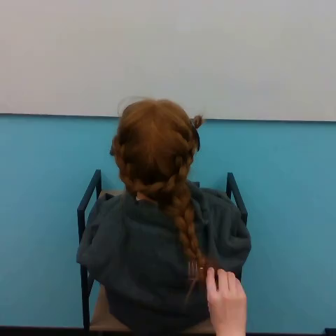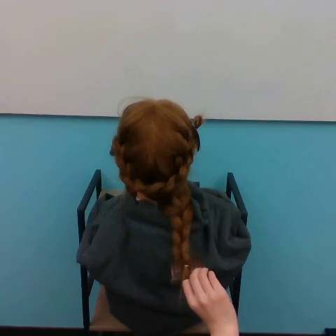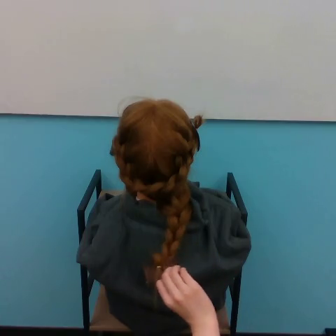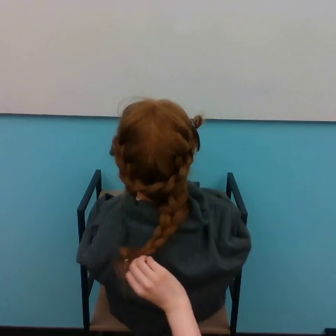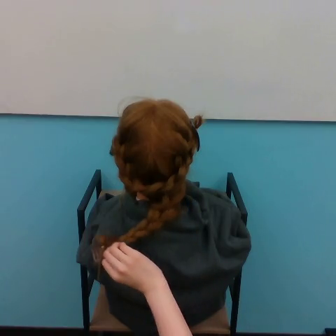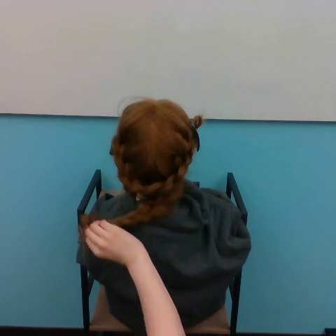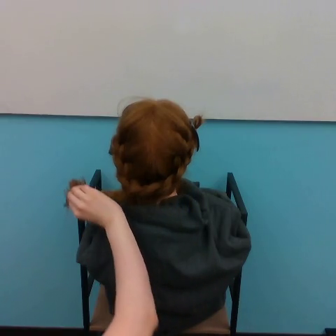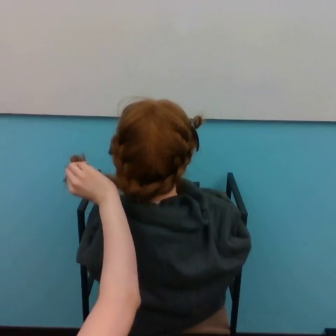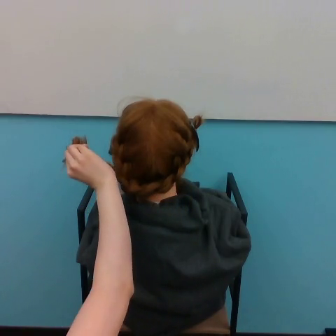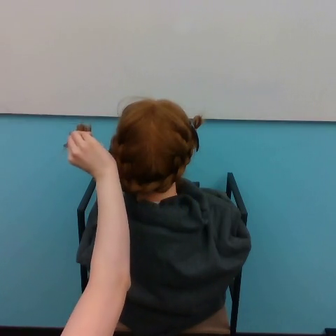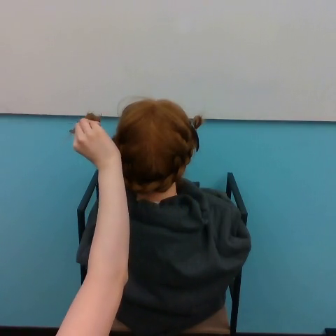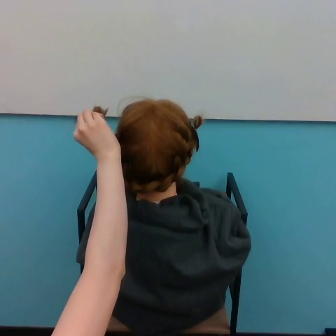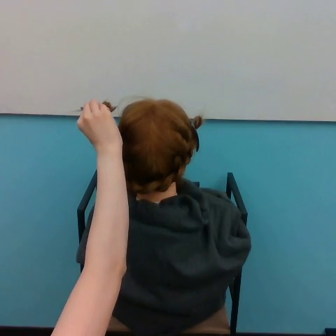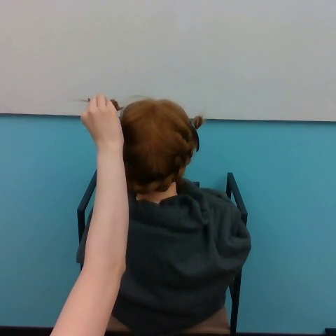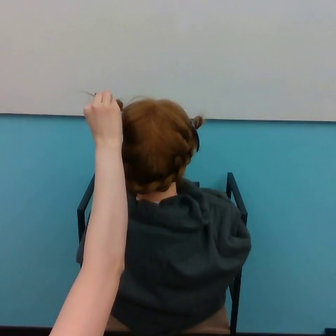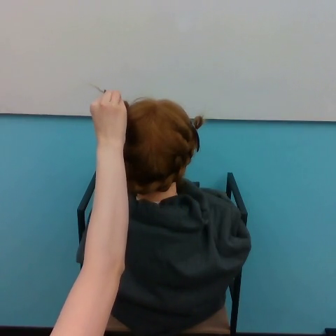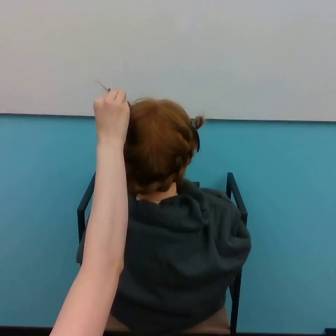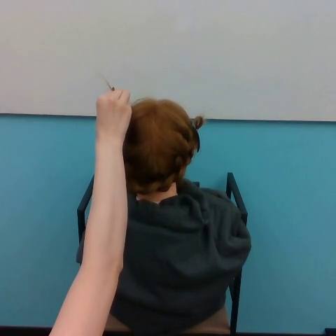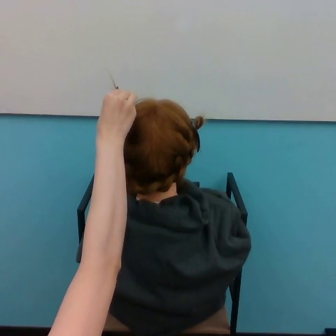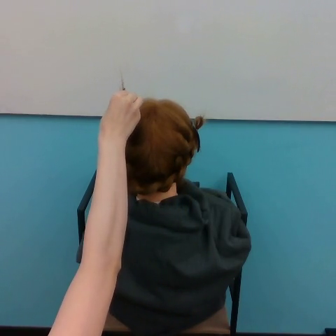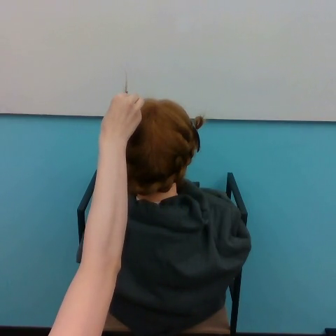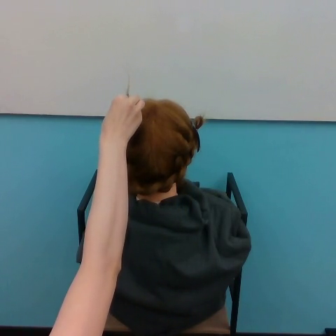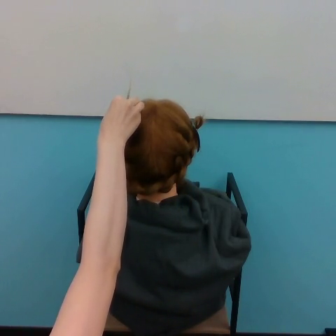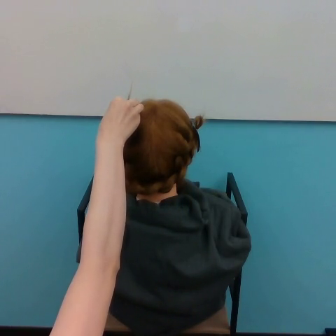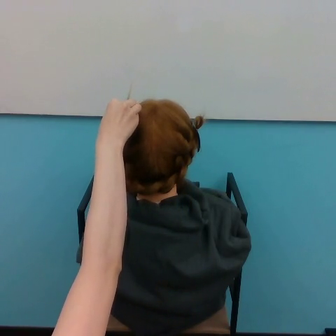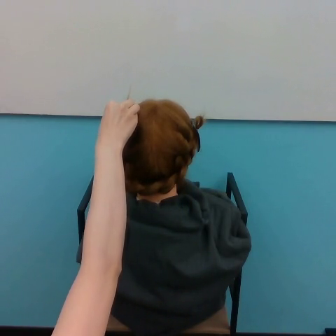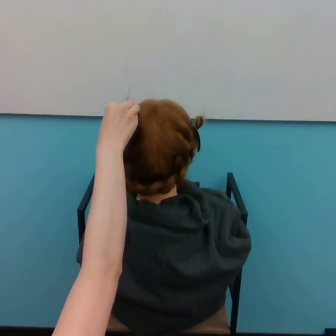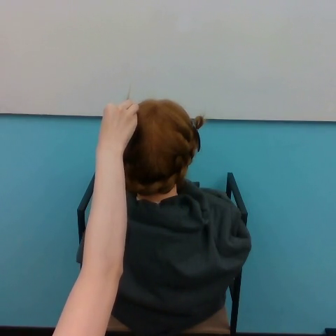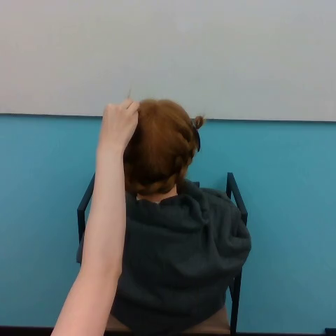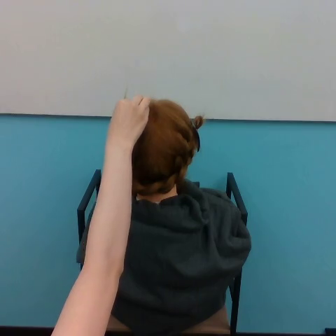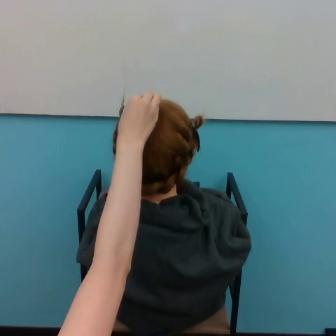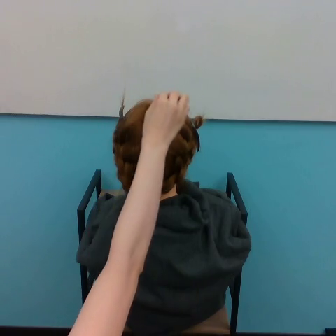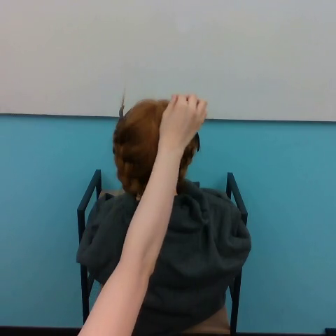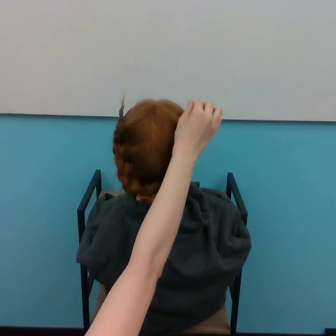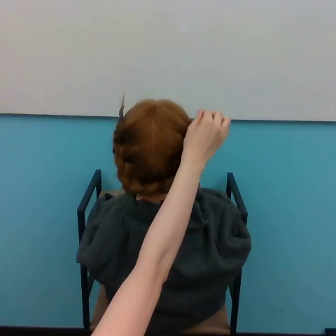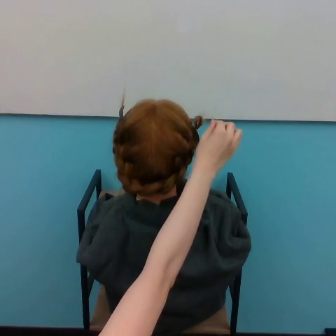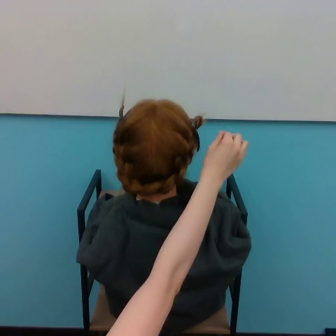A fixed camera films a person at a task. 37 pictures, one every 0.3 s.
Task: style hair.
Motion: make a circular motion clockwise.
0.0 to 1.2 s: The hand goes to the left.
1.2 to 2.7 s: The hand goes upward.
2.7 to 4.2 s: The hand goes upward and to the right.
4.2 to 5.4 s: The hand goes to the right.
5.4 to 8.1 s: The hand moves only a little.
8.1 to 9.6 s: The hand goes to the right.
9.6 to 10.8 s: The hand goes to the right and downward.
